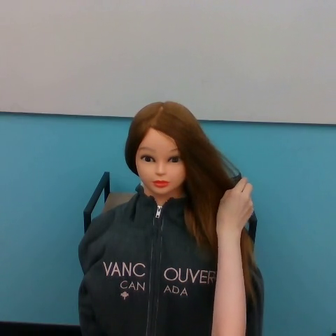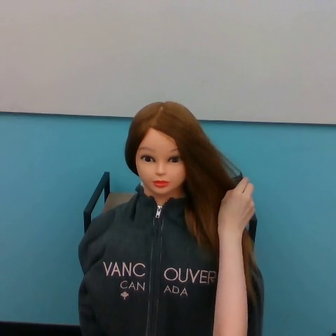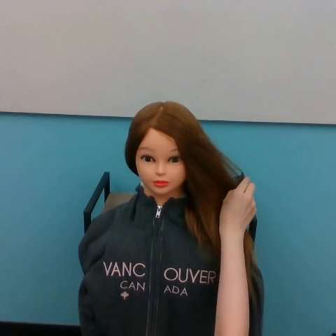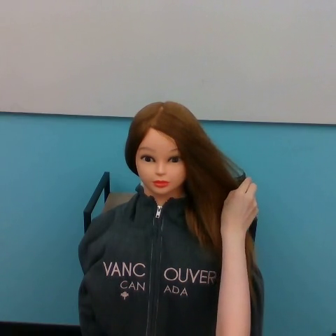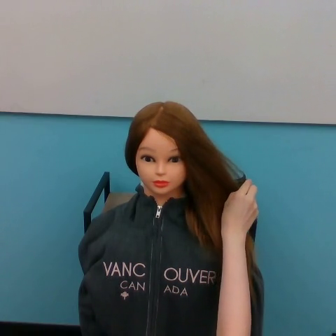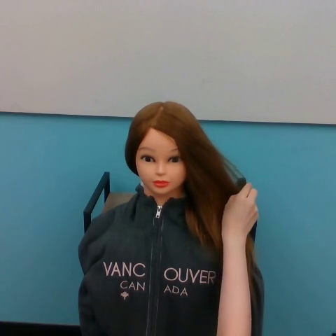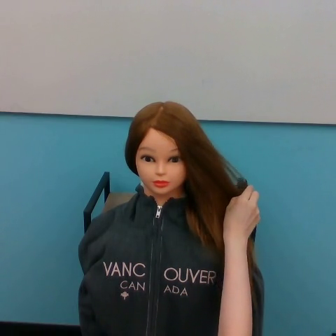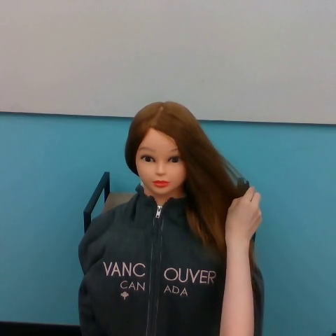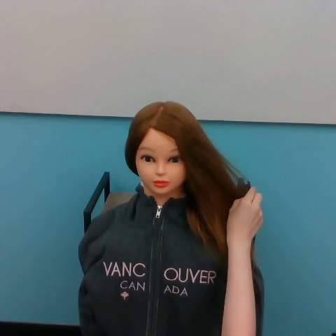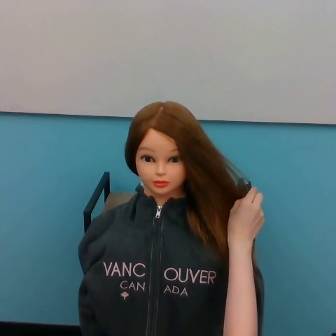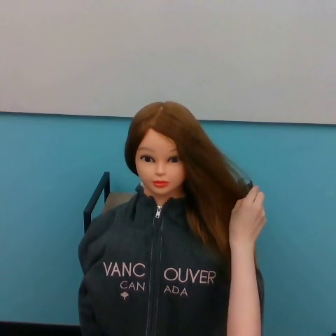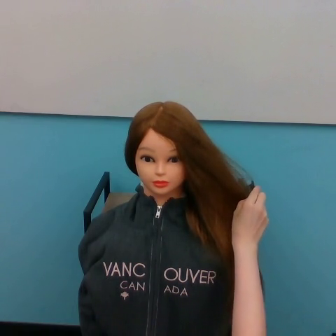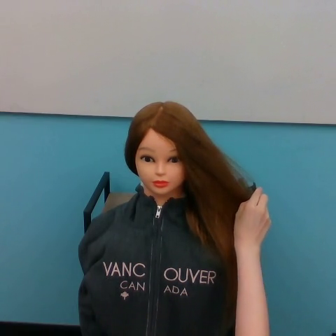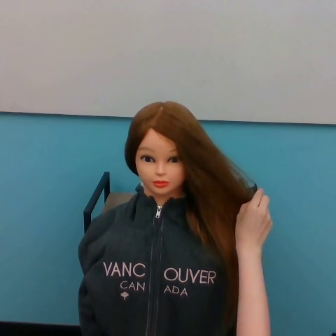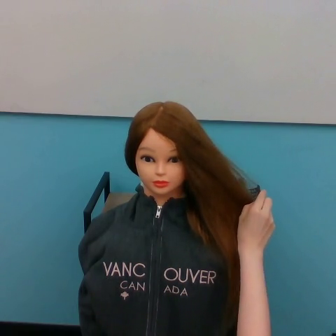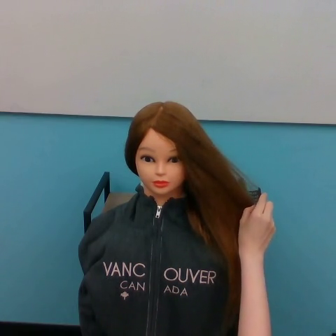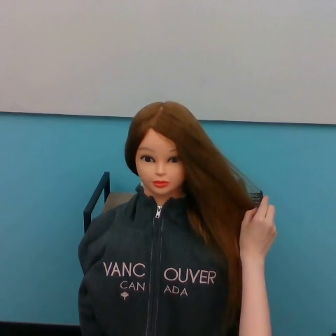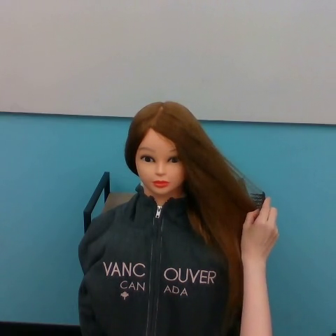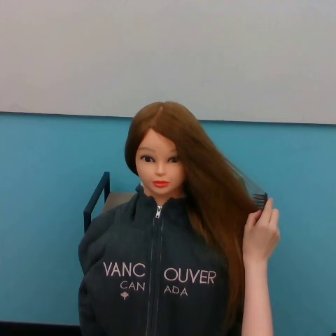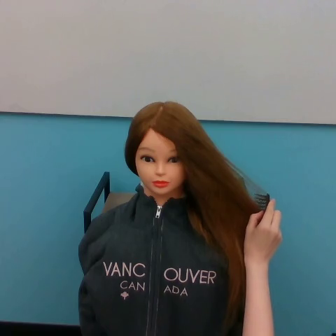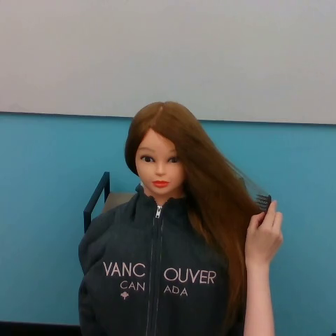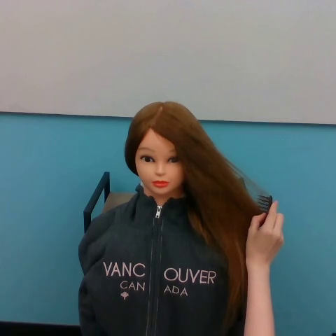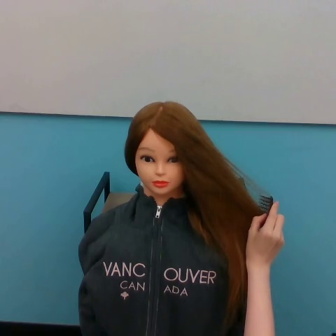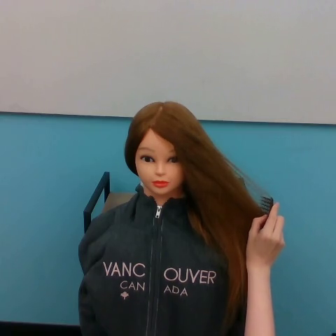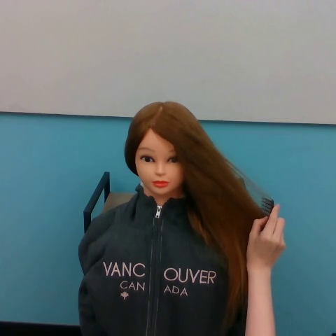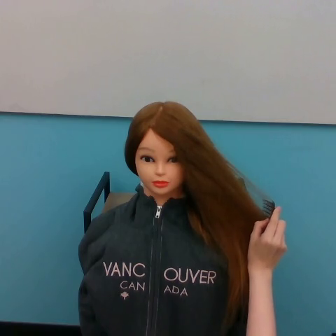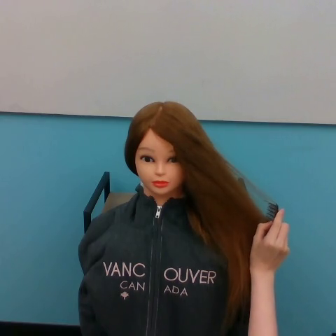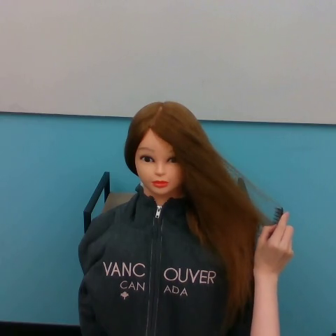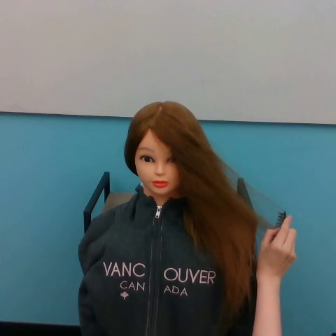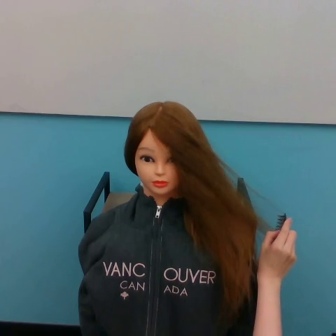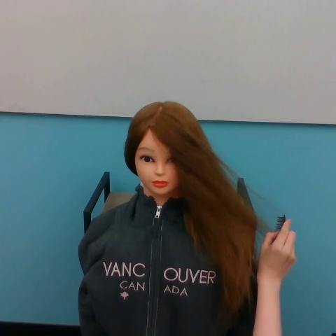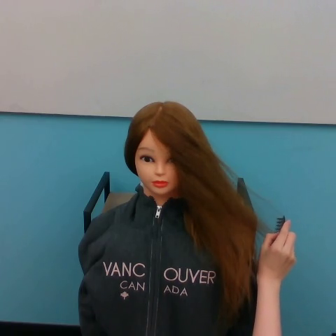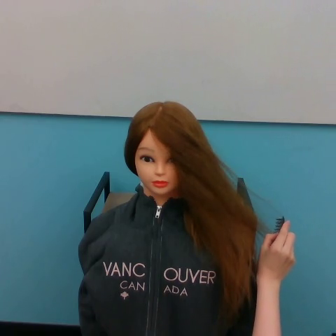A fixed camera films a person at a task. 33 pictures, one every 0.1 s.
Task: brush hair.
0.0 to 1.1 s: The hand goes to the right.
1.1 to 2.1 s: The hand goes downward and to the right.
2.1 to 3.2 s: The hand goes downward.
